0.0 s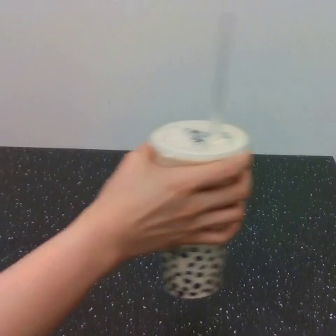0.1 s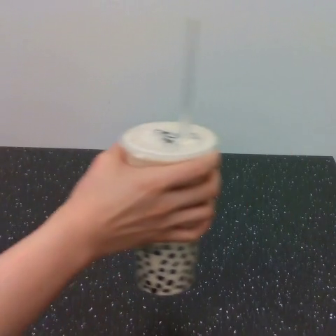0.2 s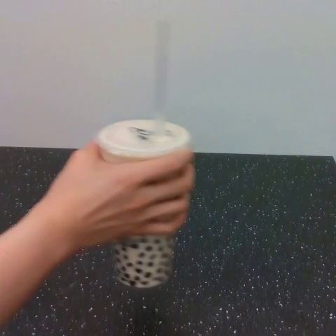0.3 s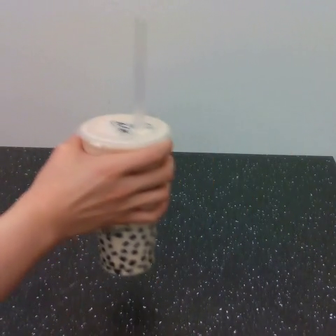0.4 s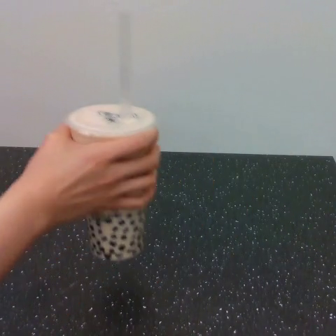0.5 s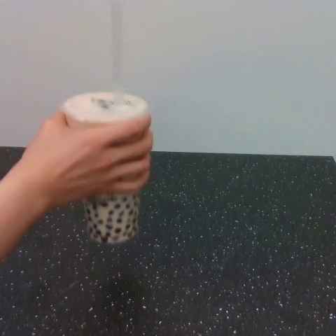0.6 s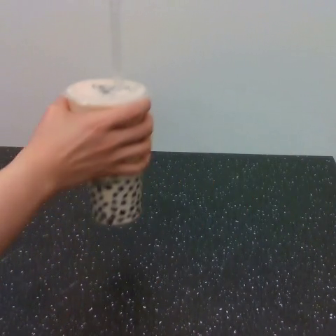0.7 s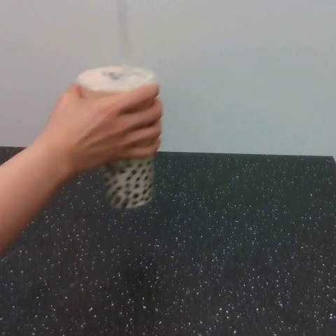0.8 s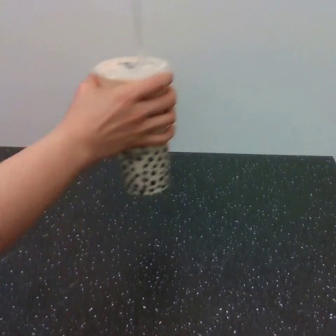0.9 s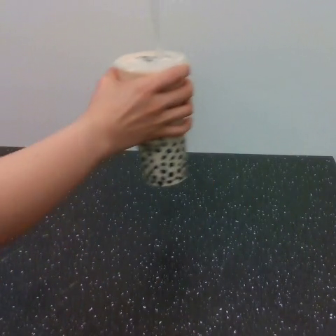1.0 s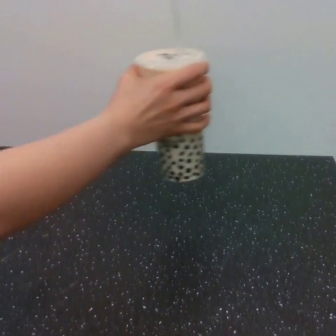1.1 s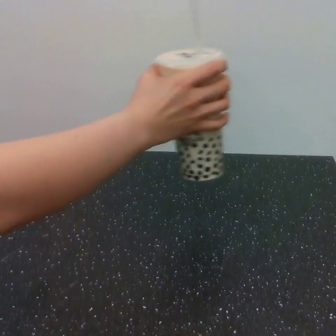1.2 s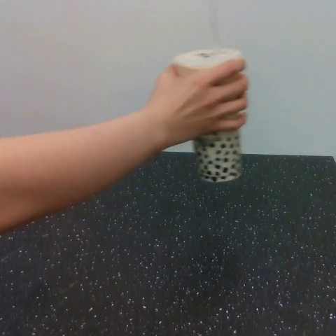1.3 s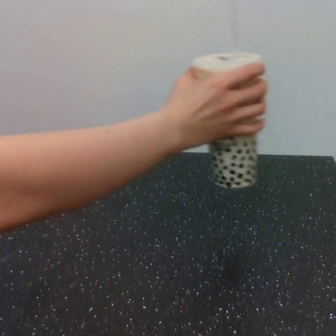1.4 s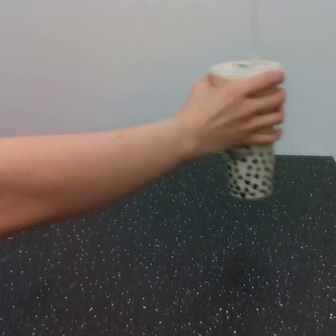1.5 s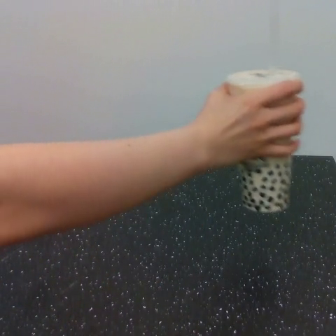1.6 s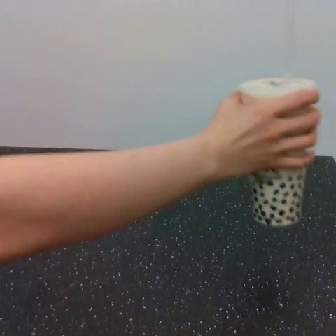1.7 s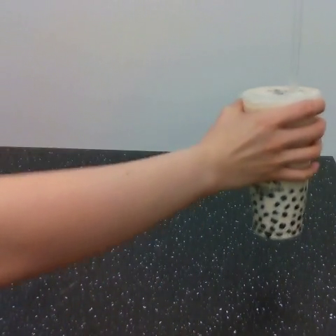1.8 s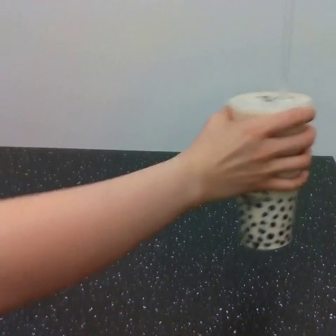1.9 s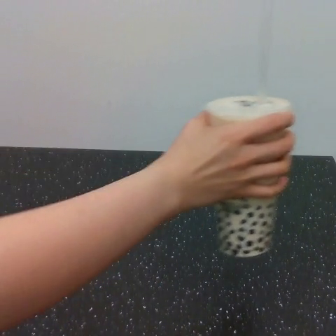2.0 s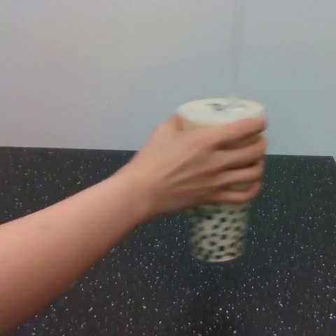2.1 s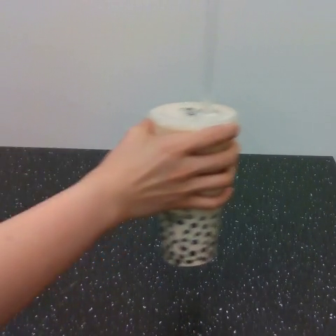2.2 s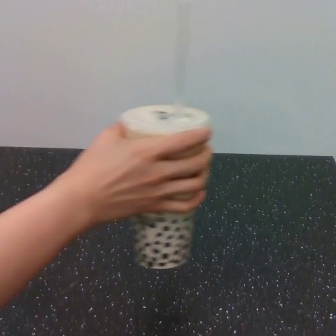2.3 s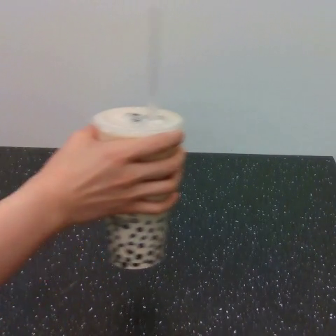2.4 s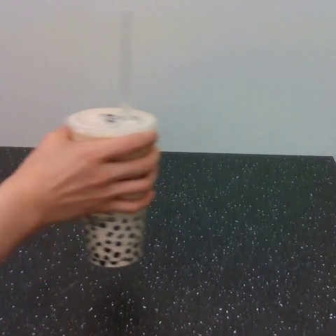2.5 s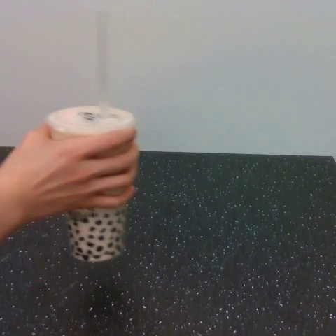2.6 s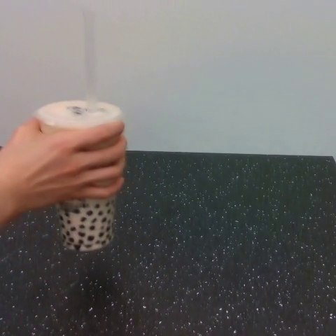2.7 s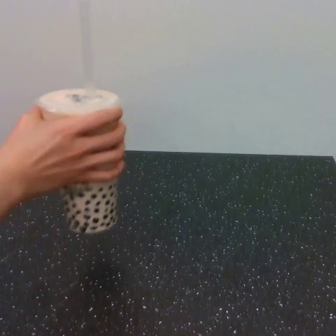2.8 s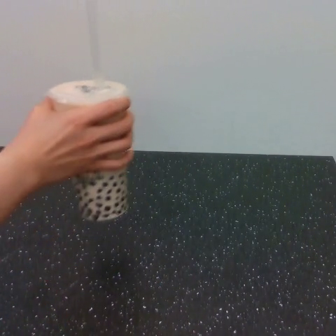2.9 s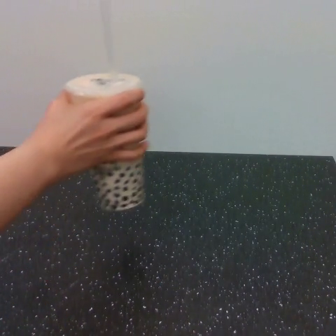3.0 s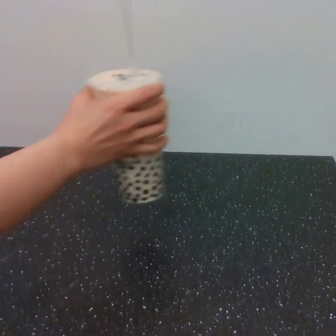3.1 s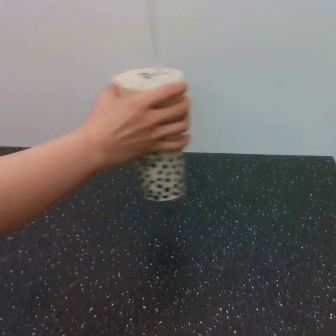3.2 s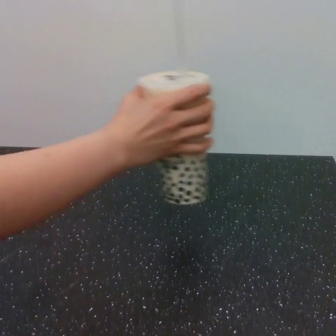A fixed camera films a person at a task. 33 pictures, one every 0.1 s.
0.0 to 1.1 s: The hand goes upward and to the left, then to the right, on a clockwise arc.
1.1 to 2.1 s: The hand goes to the right and downward, then to the left, on a clockwise arc.
2.1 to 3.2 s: The hand goes to the left, then to the right.
In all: It circles clockwise, turning through about 540 degrees.
Task: shake the boba.
